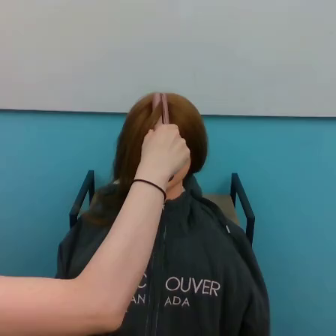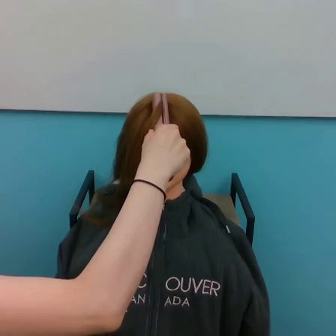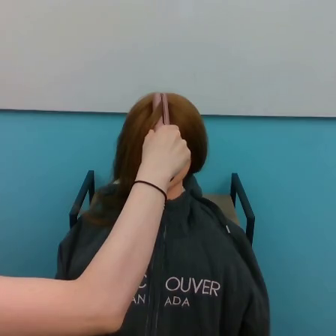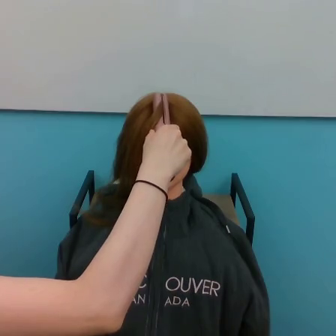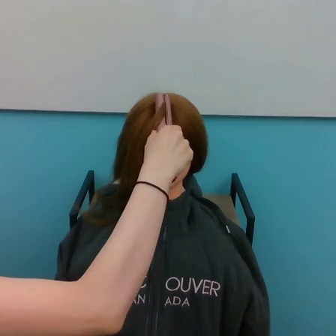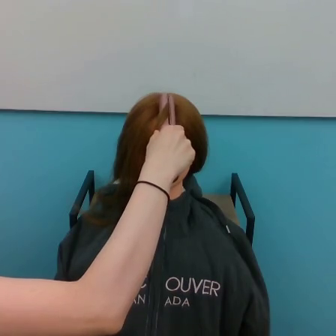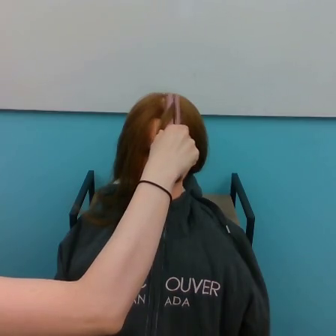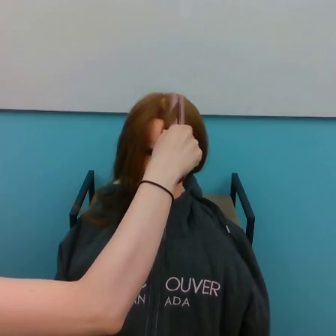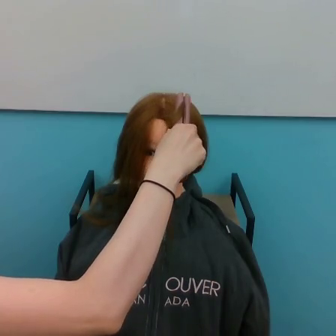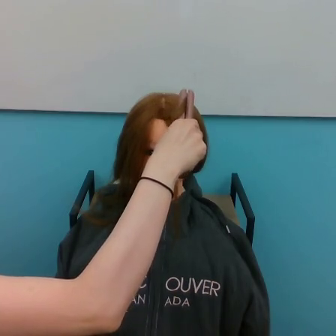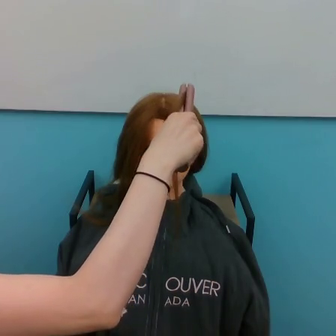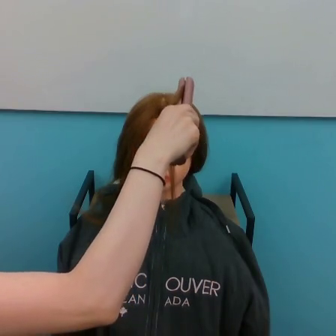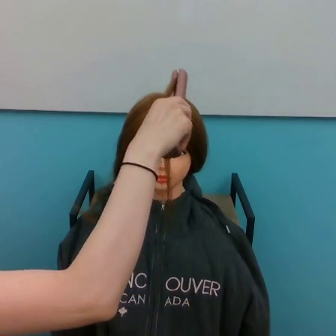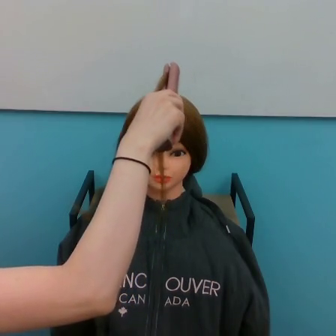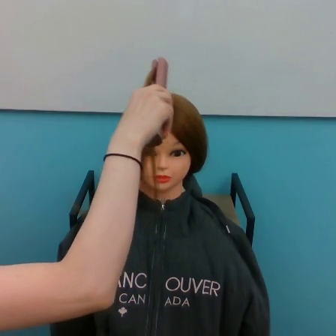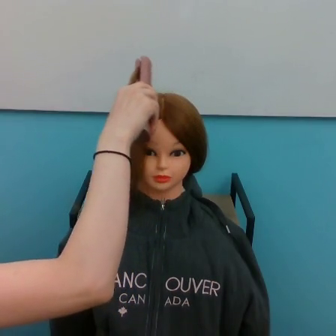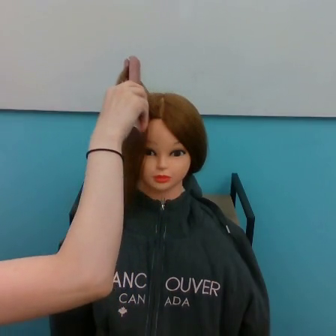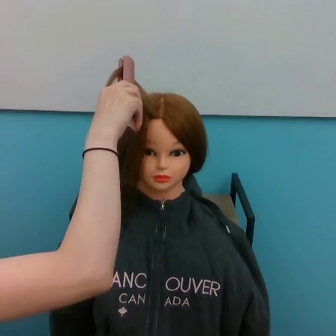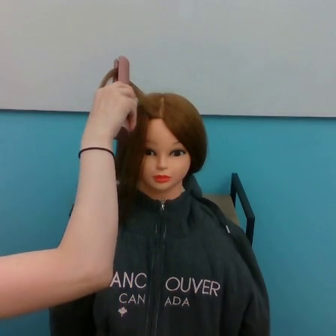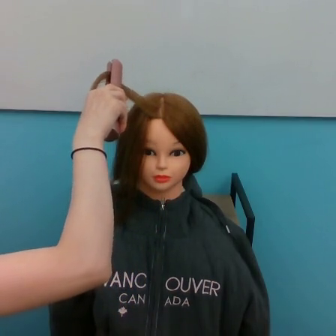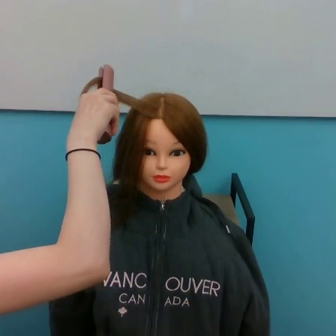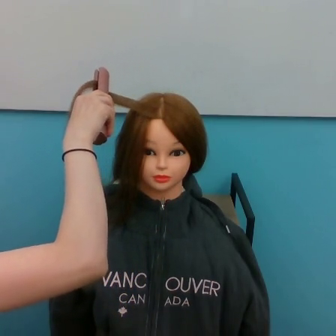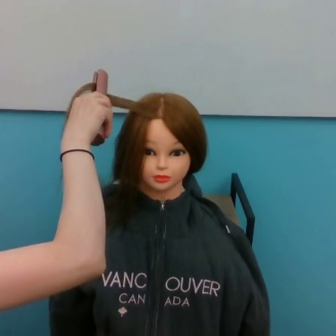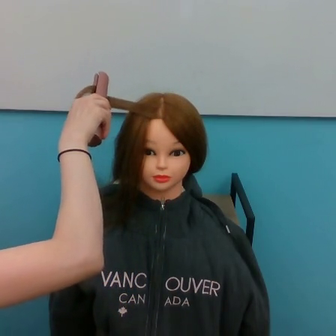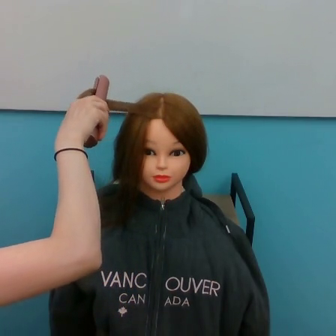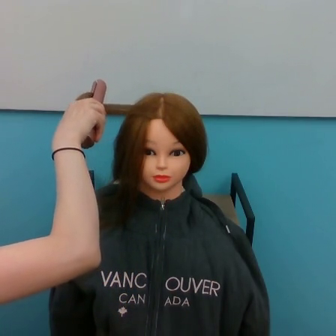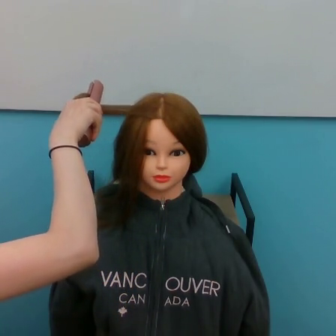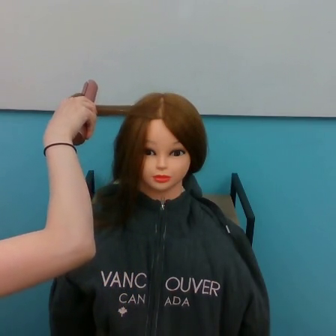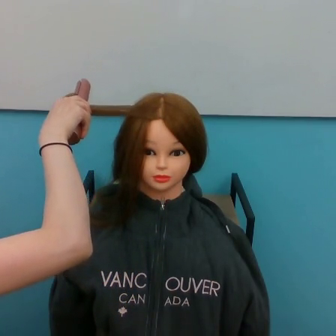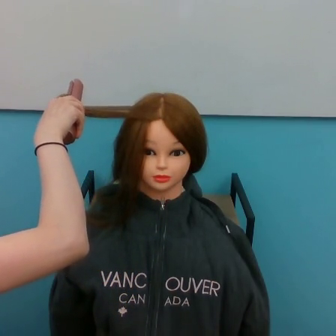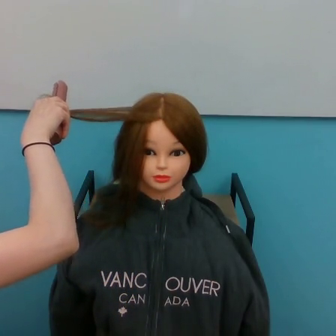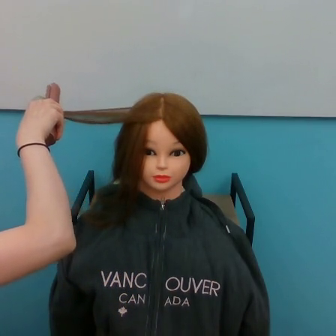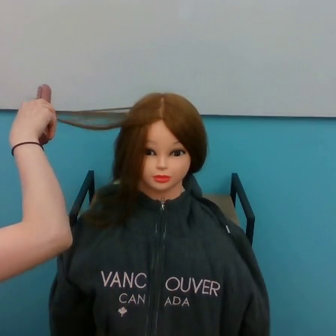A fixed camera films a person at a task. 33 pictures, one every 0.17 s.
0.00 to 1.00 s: The hand moves only a little.
1.00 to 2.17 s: The hand goes upward, on a counterclockwise arc.
2.17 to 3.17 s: The hand goes to the left.
3.17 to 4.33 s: The hand goes to the left.
4.33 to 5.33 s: The hand goes to the left.
Task: straighten hair.
Motion: move to the right shortly and move to the left.
